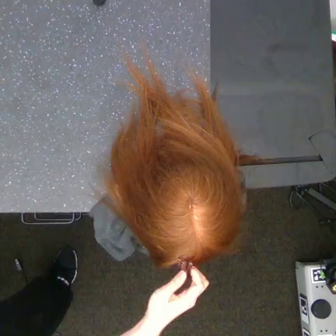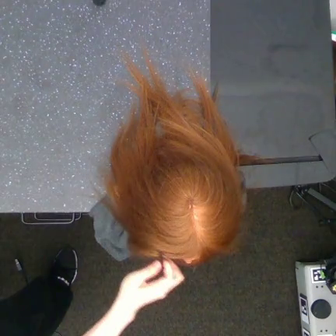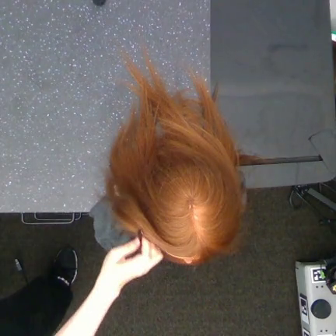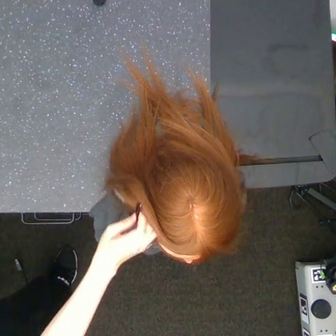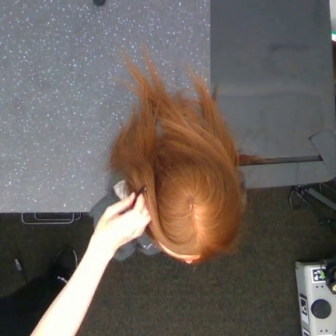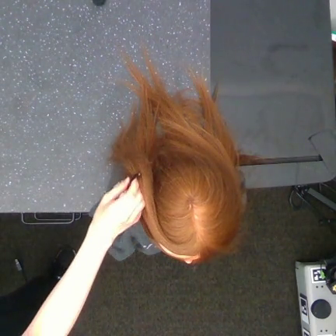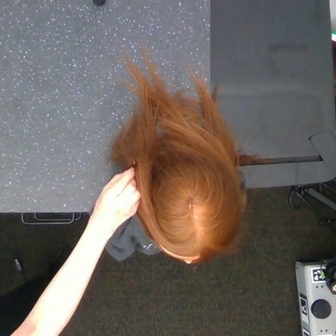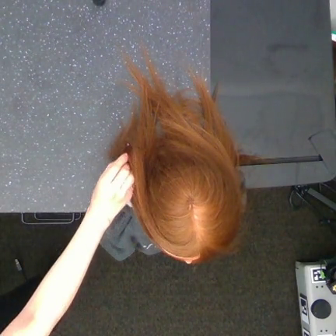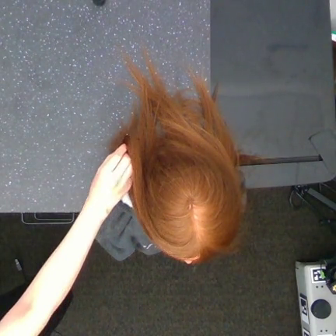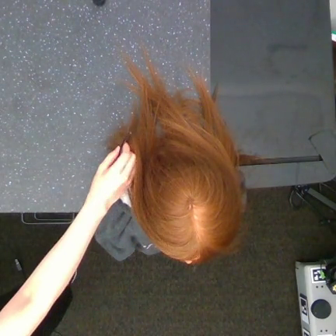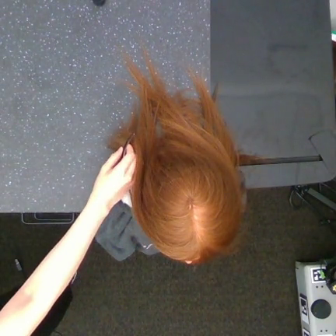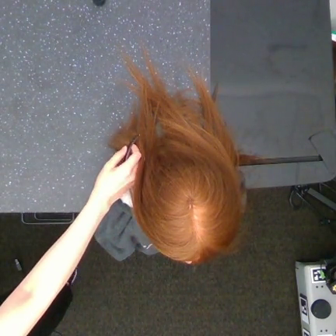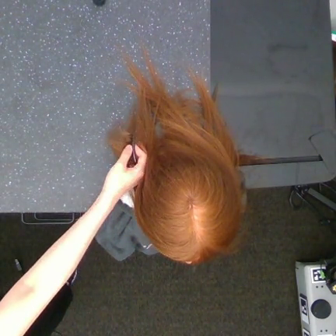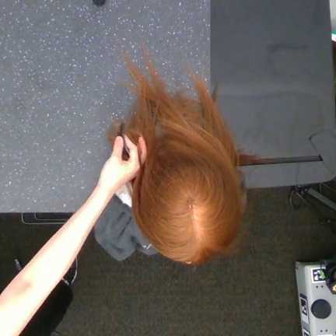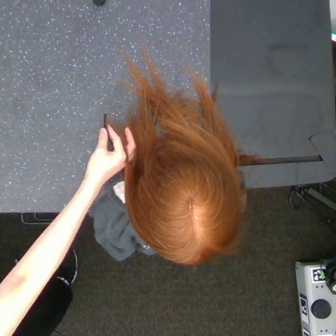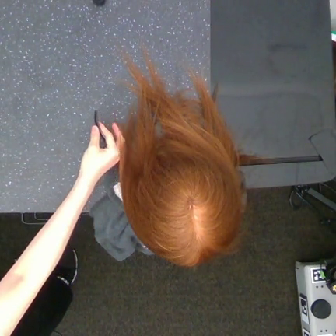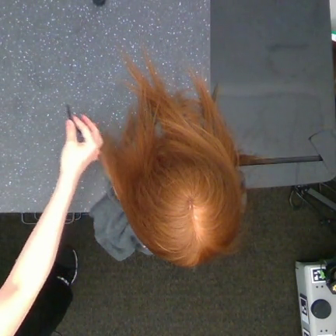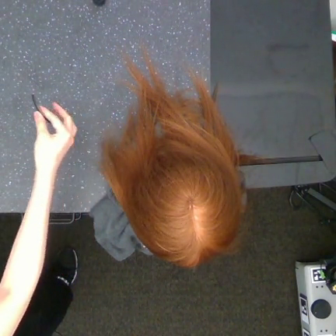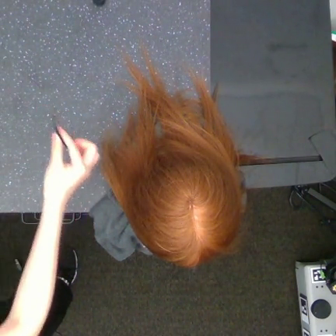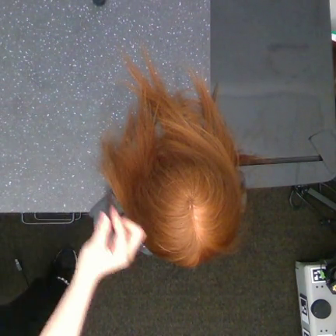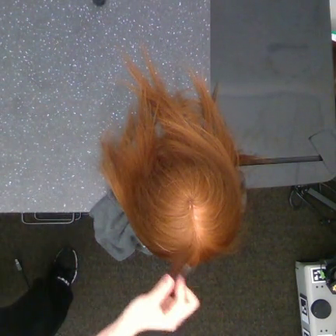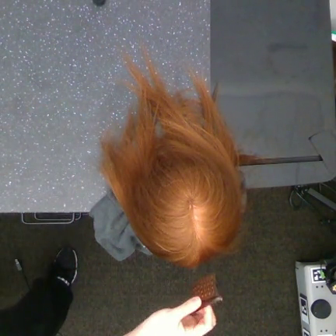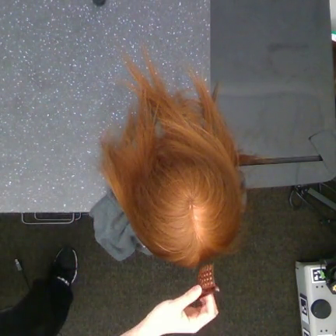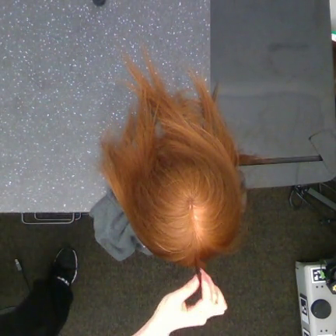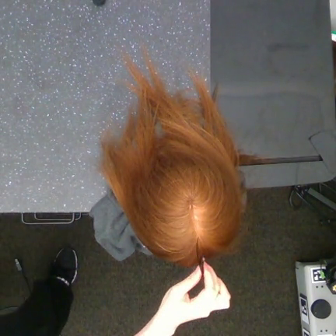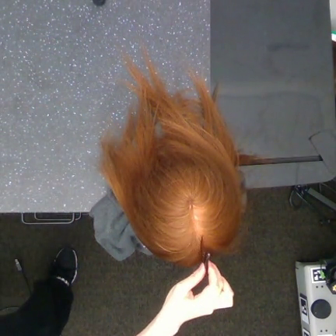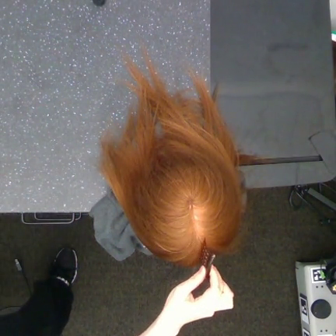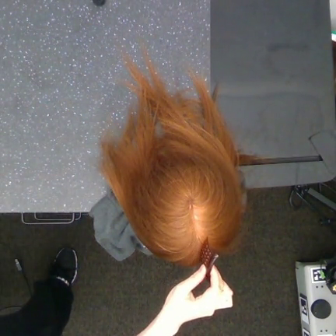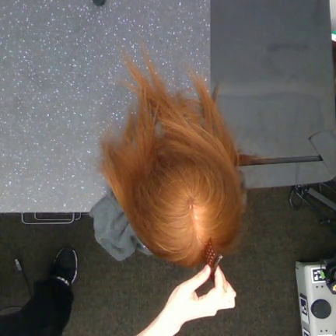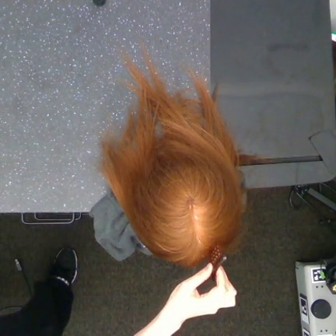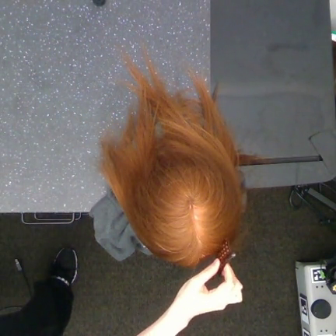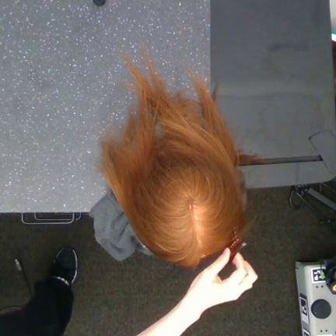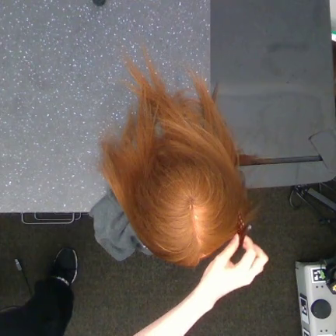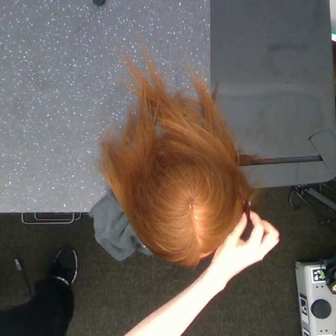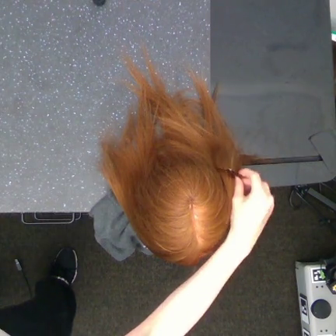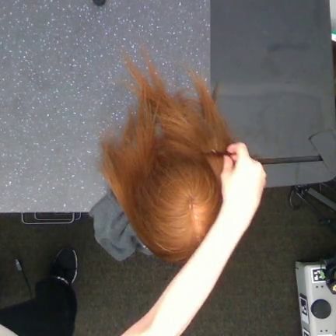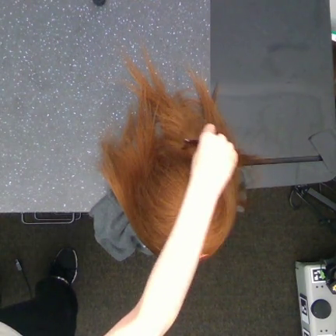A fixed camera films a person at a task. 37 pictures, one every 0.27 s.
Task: tidy front hair.
Motion: move upward and to the left, move downward and to the right, then make a half circular motion counter-clockwise.
0.00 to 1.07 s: The hand goes upward and to the left.
1.07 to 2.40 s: The hand goes upward.
2.40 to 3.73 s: The hand goes upward, on a counterclockwise arc.
3.73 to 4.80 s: The hand goes to the left, then downward and to the right.
4.80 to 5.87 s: The hand goes downward and to the right.
5.87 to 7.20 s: The hand goes upward.
7.20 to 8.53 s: The hand goes to the right and upward.
8.53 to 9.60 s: The hand goes upward, on a counterclockwise arc.
